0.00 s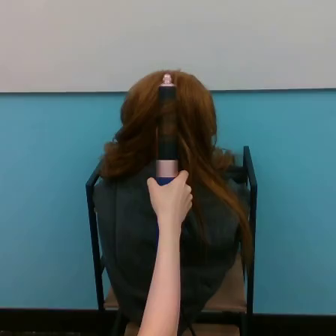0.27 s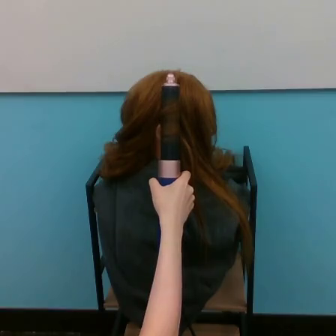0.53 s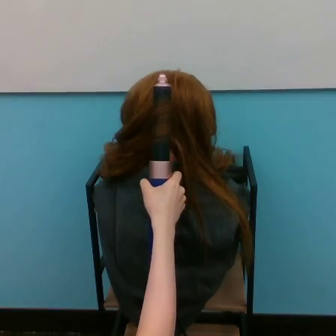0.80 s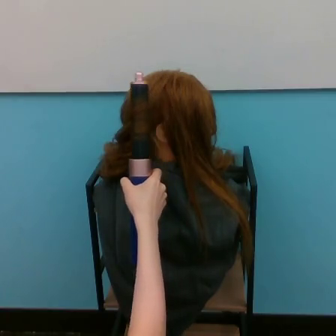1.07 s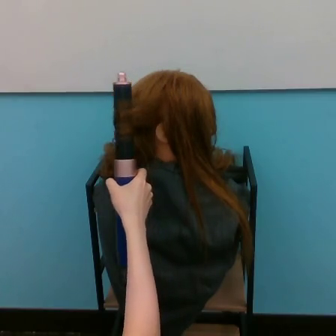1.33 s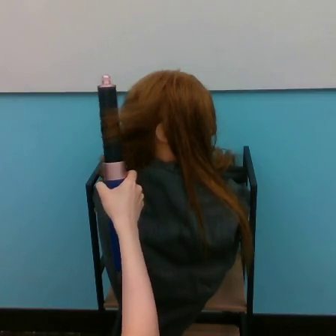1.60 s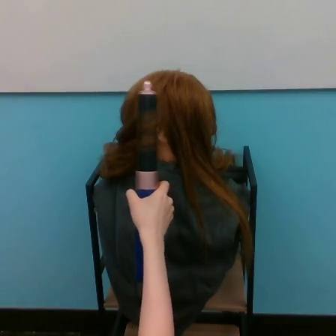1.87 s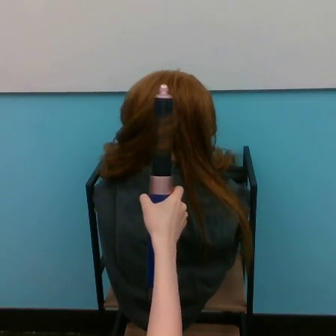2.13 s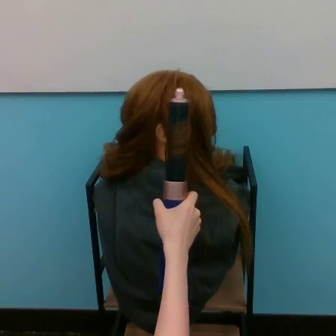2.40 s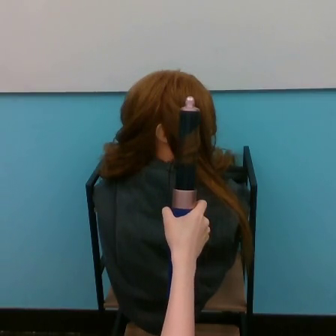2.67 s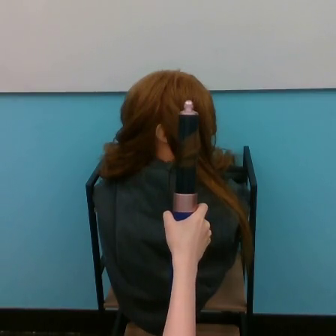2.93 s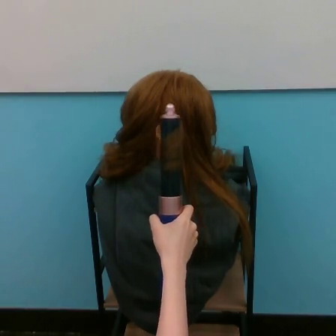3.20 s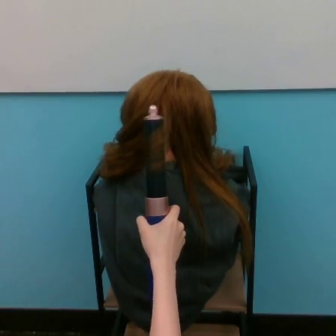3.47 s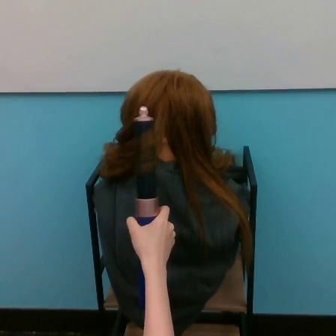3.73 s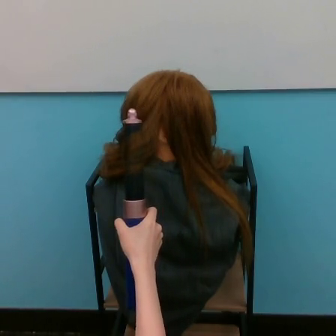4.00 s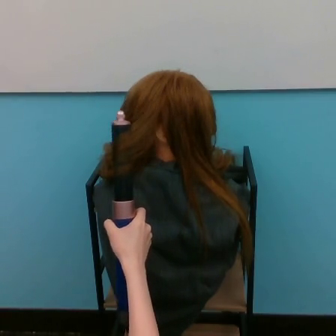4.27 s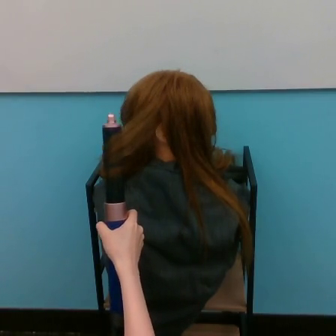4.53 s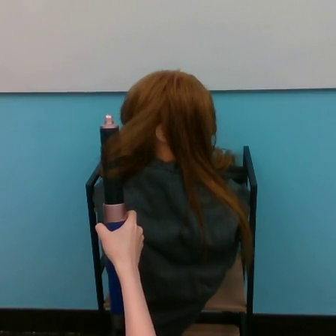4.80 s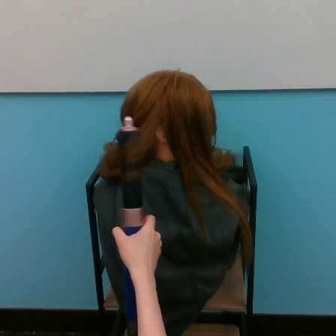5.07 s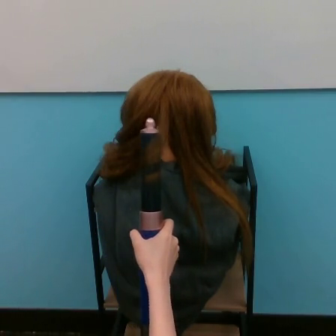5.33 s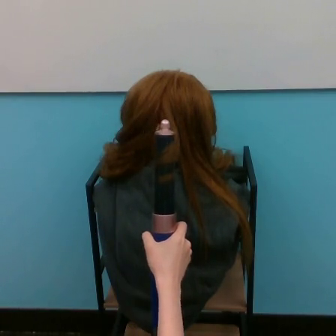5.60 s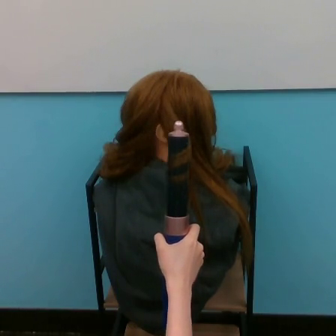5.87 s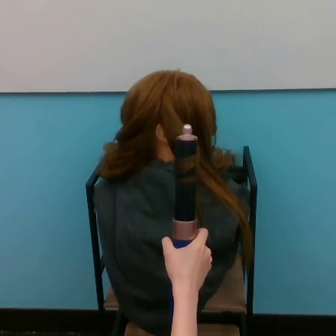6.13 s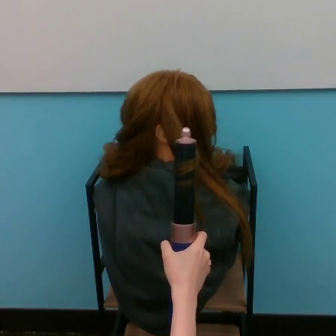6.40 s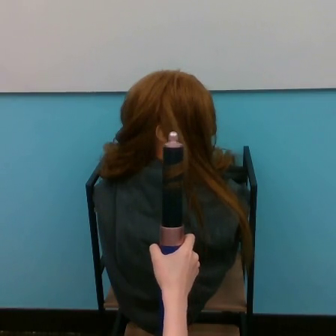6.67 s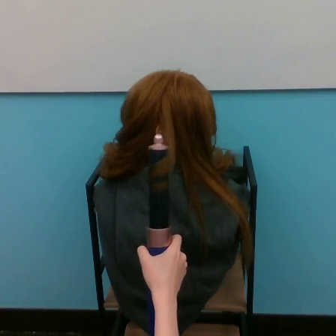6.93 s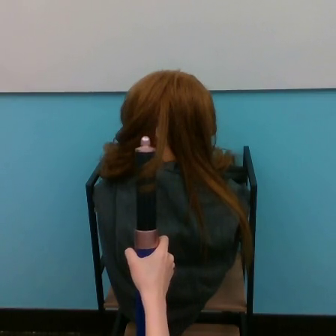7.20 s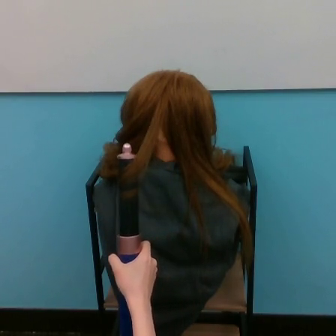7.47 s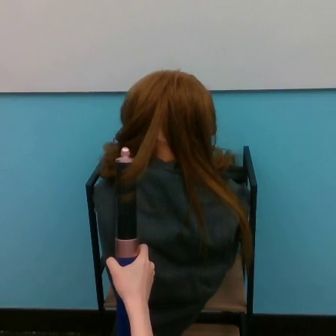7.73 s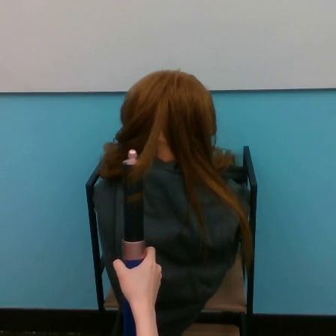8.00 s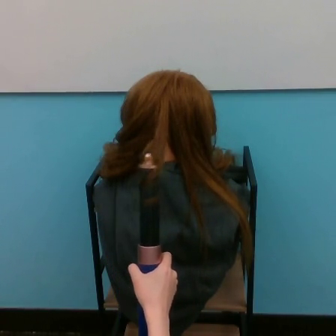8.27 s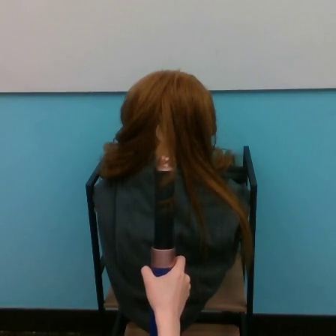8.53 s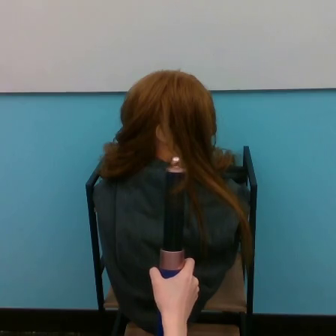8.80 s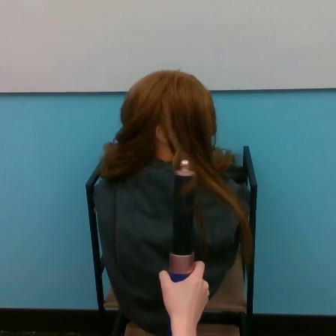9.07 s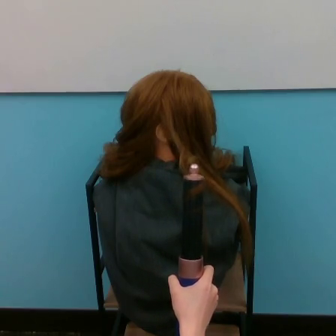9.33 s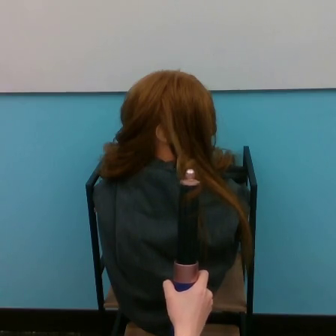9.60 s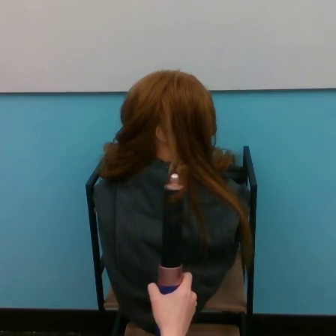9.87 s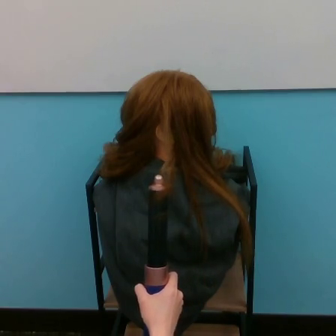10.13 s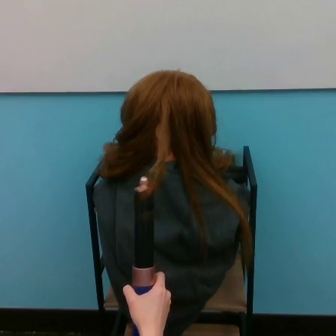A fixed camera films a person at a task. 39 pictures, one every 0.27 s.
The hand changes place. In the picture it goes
downward.
0.00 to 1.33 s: The hand goes to the left.
1.33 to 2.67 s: The hand goes to the right and downward.
2.67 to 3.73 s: The hand goes to the left.
3.73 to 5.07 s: The hand goes to the right.
5.07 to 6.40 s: The hand goes to the right, then to the left, on a clockwise arc.
6.40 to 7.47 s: The hand goes to the left.
7.47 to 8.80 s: The hand goes to the right.
8.80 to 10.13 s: The hand goes to the left.
Task: curl hair.
Motion: move downward, making horizontal oscillations to the left and to the right.
